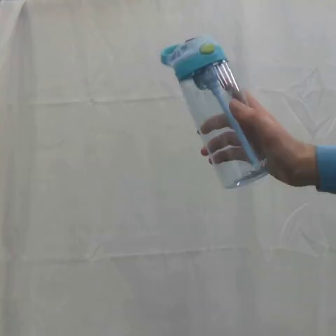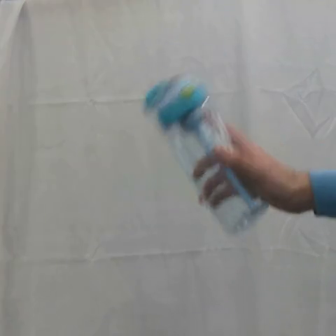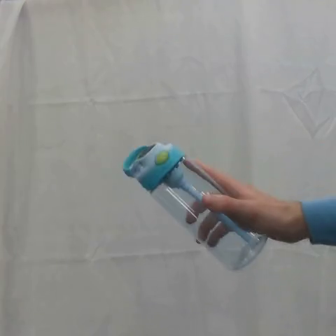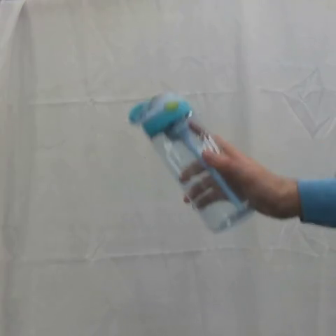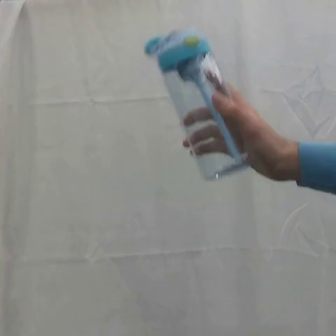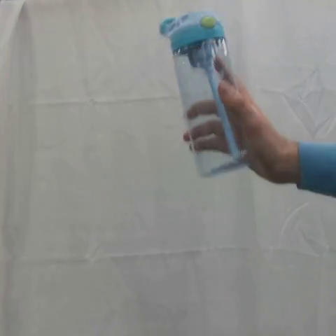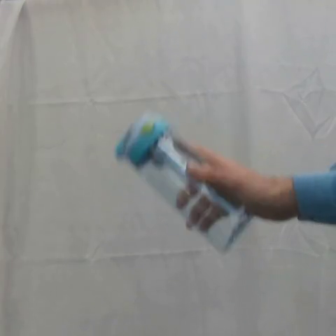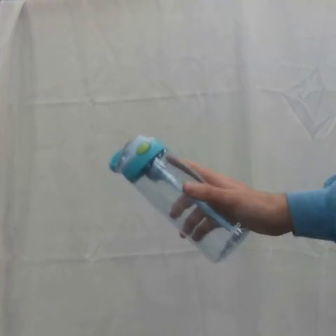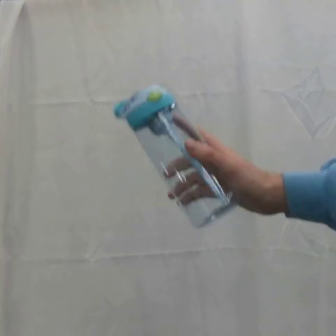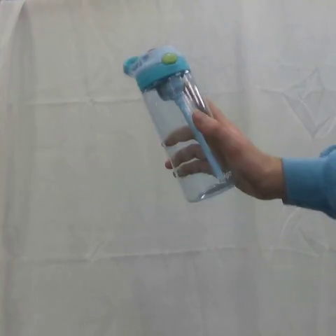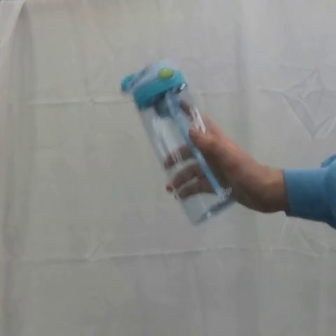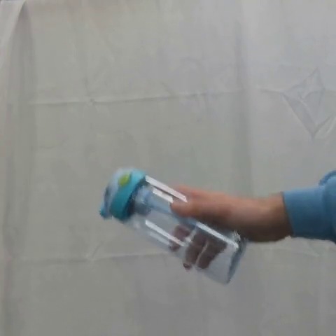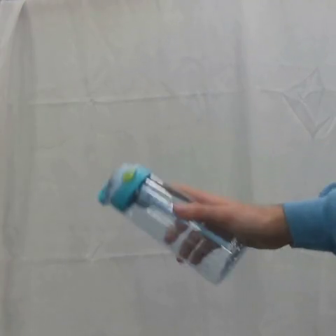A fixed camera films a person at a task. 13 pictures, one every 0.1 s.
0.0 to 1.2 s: The hand goes downward and to the left.
Task: shake the water bottle.
Motion: move down and up 3 times.
